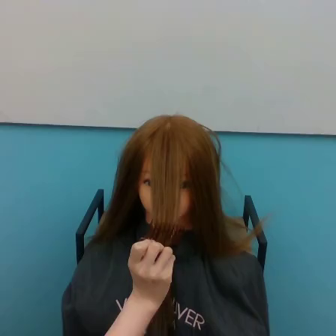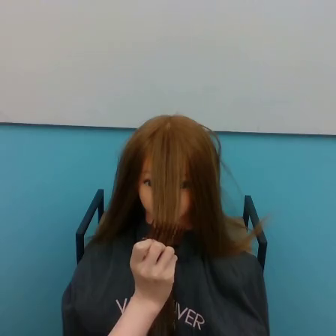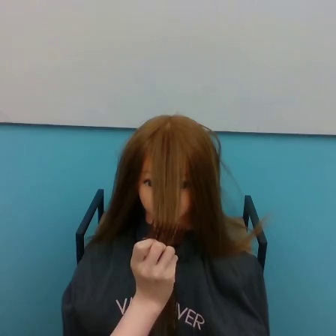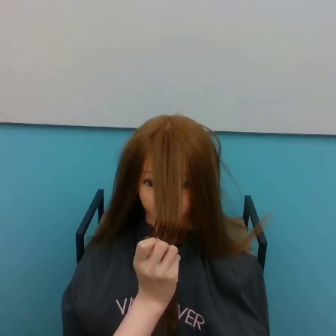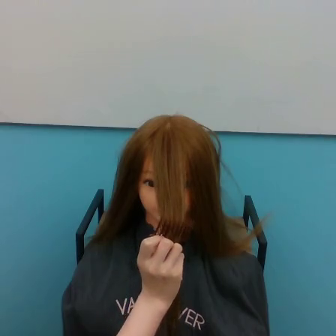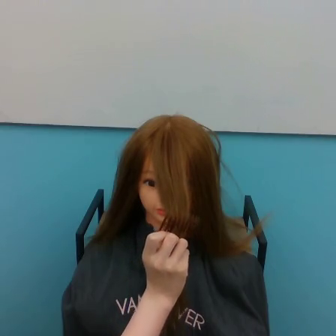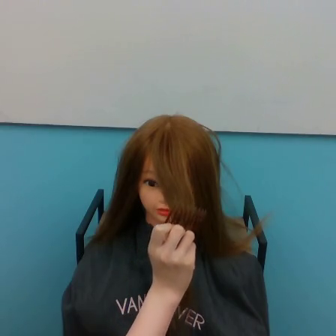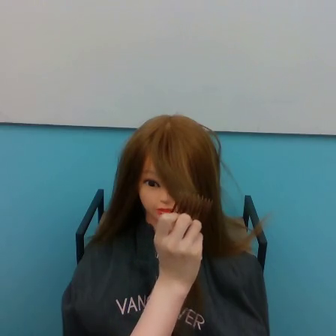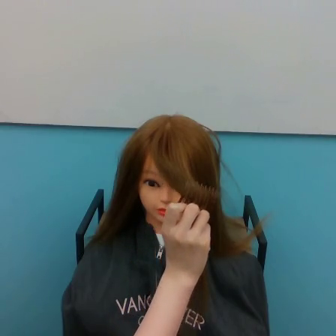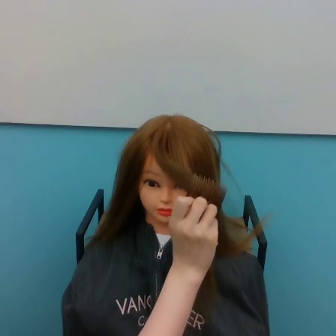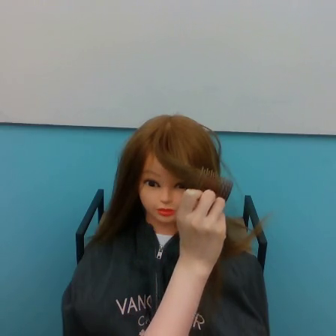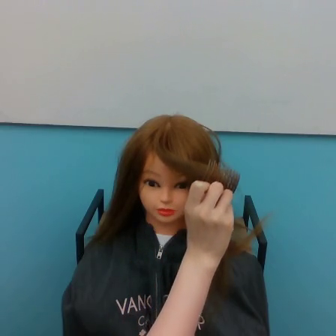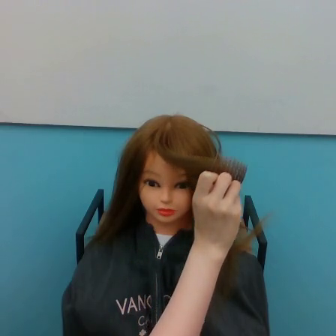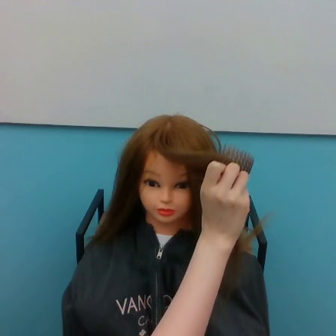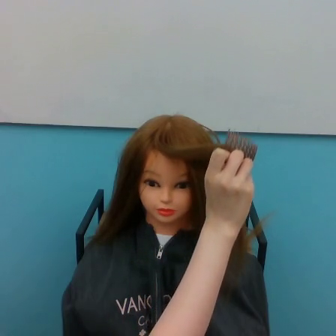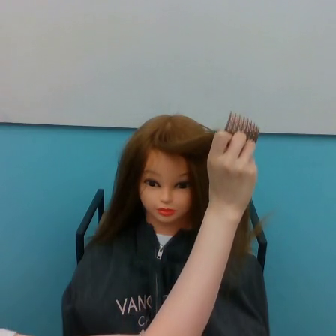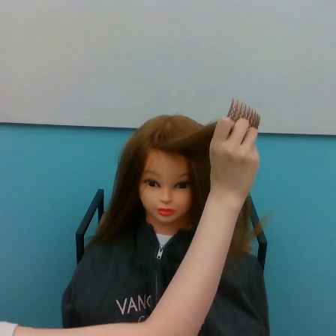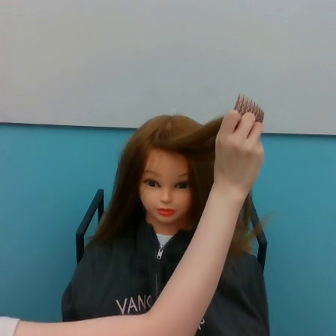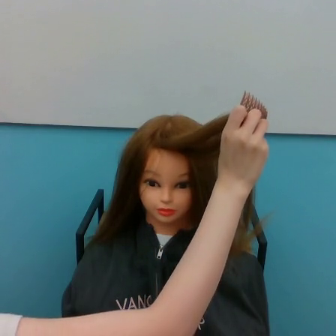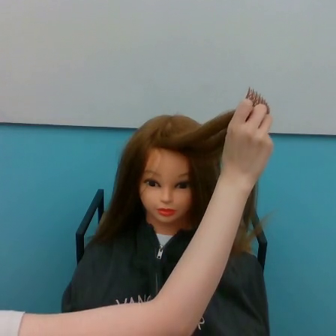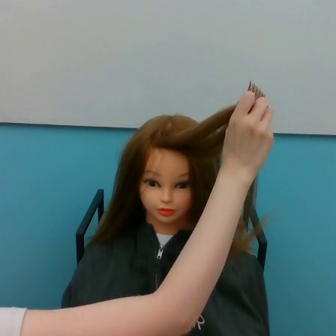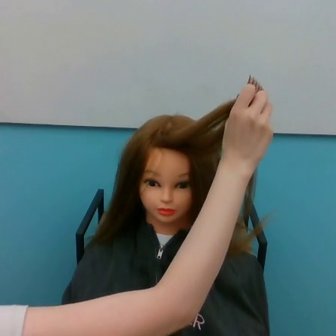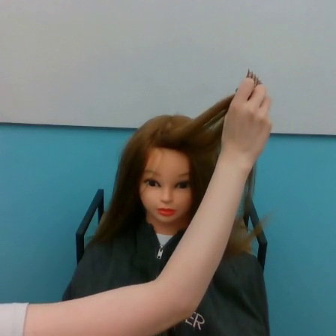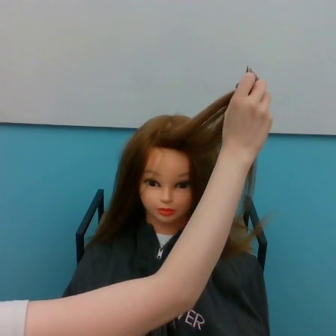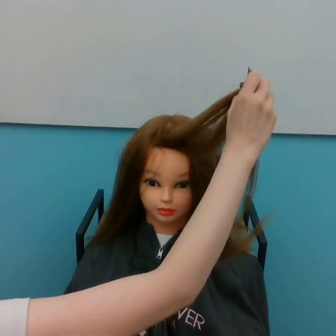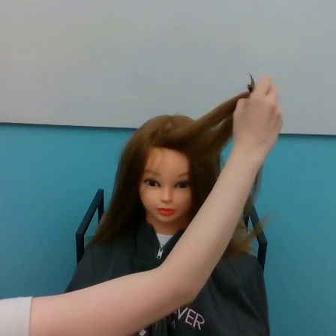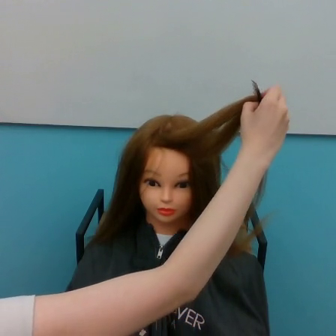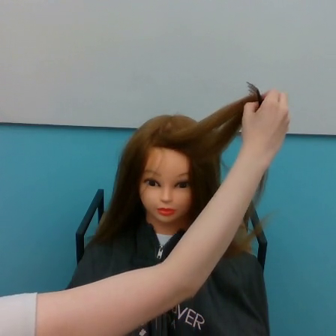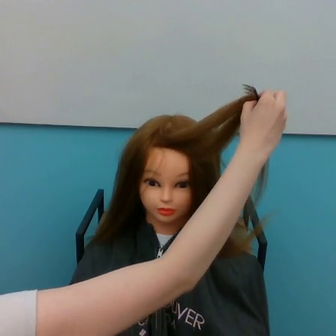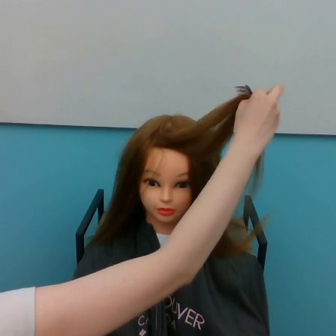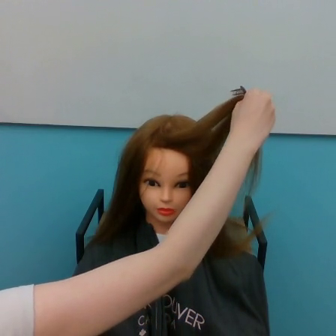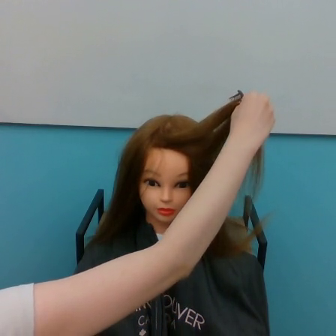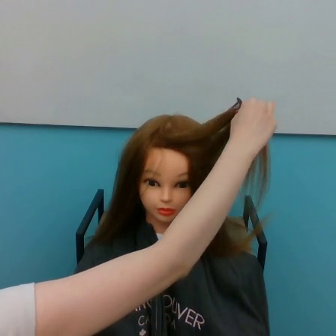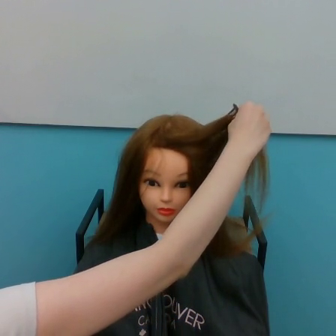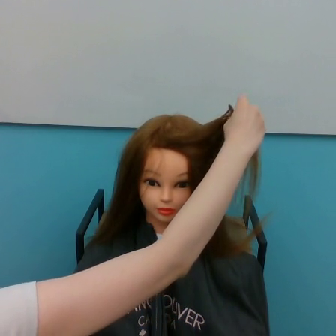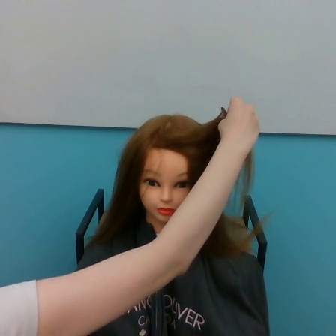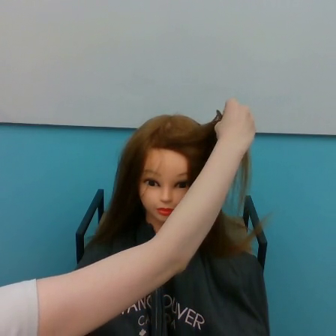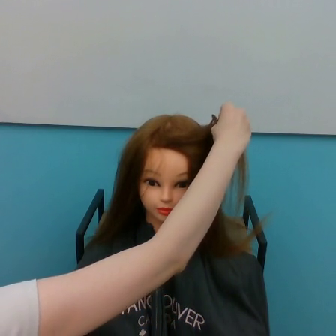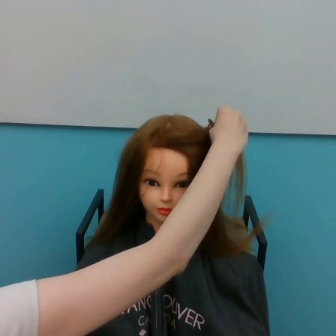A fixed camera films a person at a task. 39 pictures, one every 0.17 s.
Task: tidy front hair.
Motion: move upward and to the right, then move downward and to the left.
0.00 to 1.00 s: The hand goes to the right and upward.
1.00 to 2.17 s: The hand goes upward and to the right.
2.17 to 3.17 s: The hand goes upward and to the right.
3.17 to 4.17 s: The hand goes upward, on a clockwise arc.
4.17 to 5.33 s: The hand moves only a little.
5.33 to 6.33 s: The hand goes to the left.
